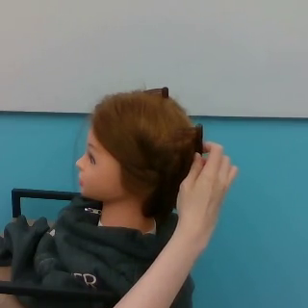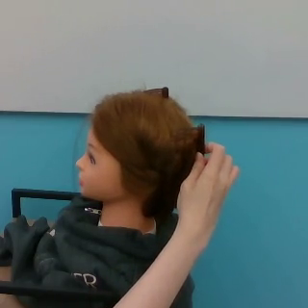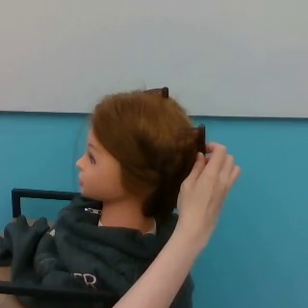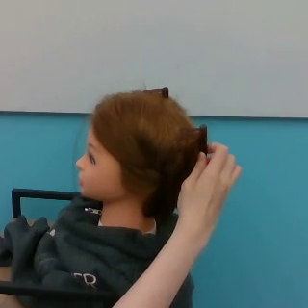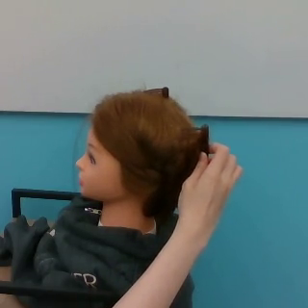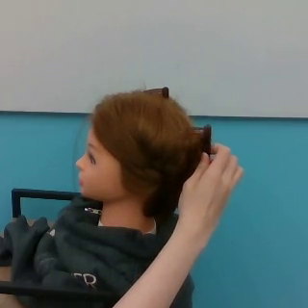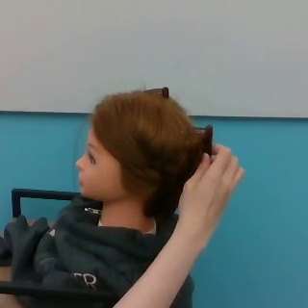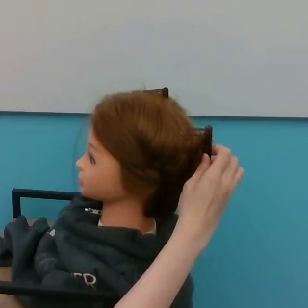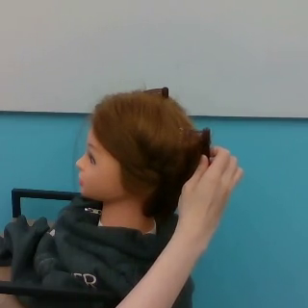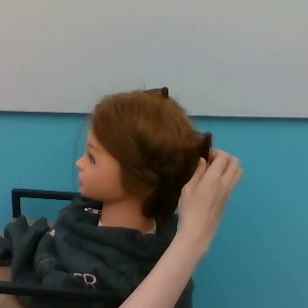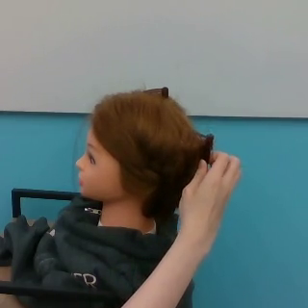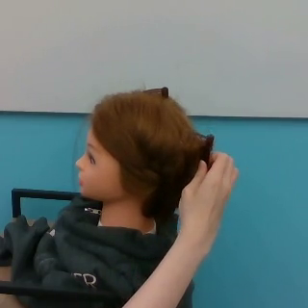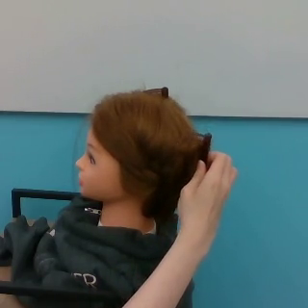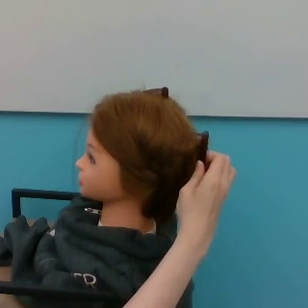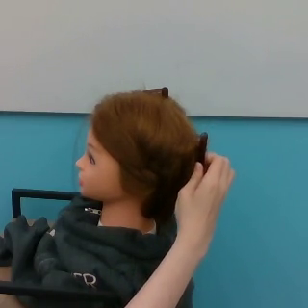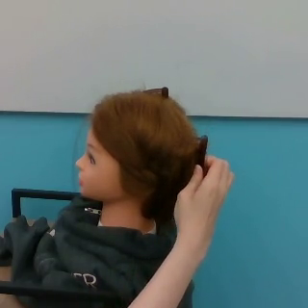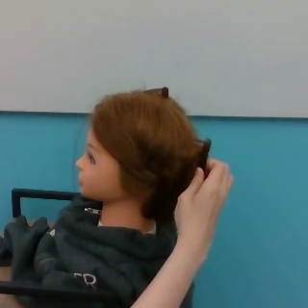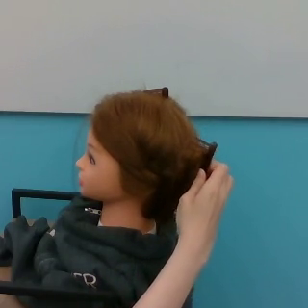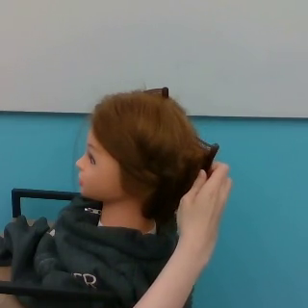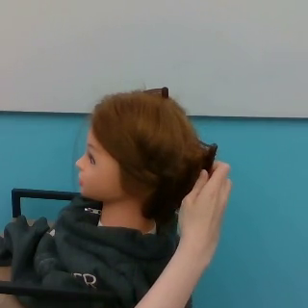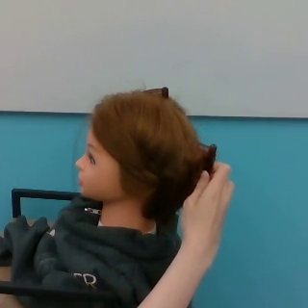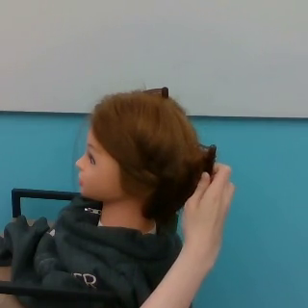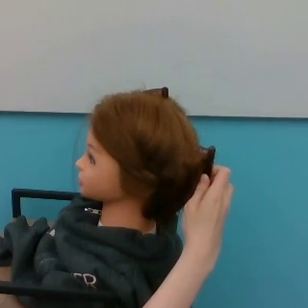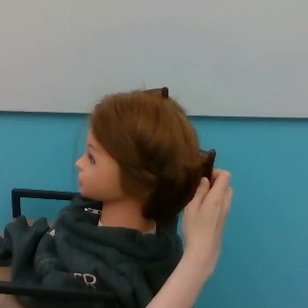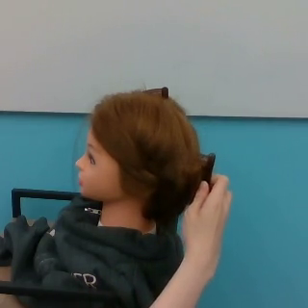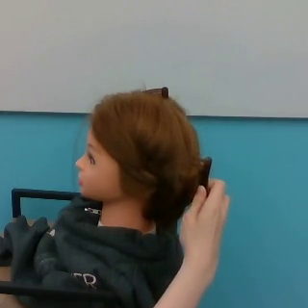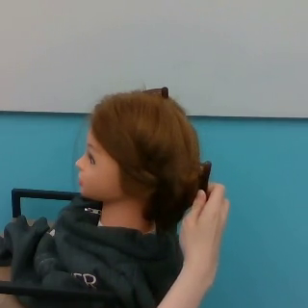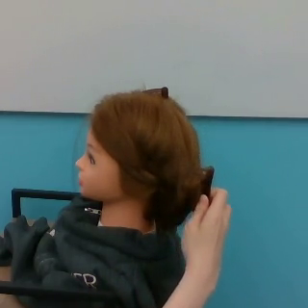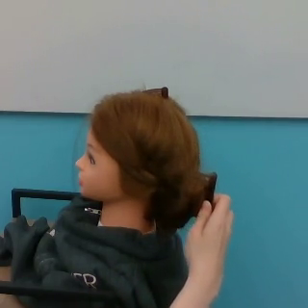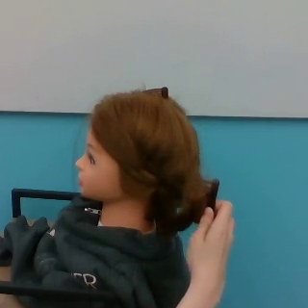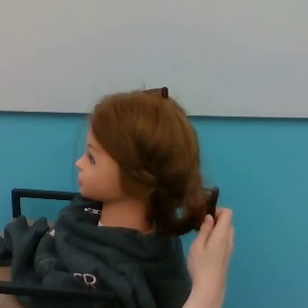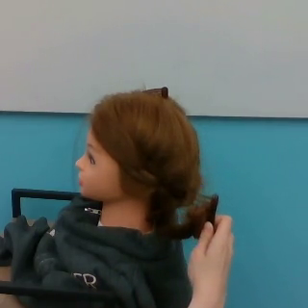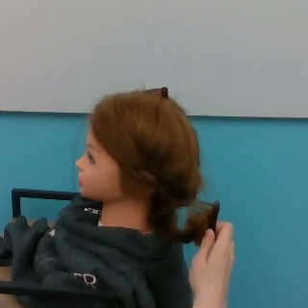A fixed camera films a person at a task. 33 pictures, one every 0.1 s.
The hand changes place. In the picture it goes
downward.
0.0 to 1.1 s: The hand moves only a little.
1.1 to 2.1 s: The hand goes downward, on a counterclockwise arc.
2.1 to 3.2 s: The hand goes downward.
Task: take down hairstyle.
